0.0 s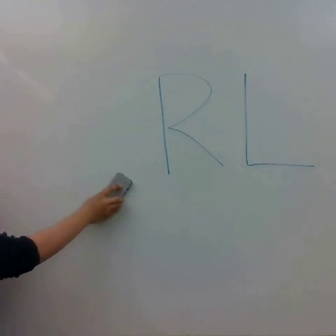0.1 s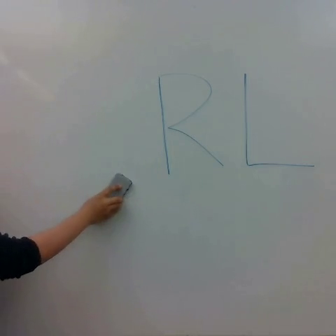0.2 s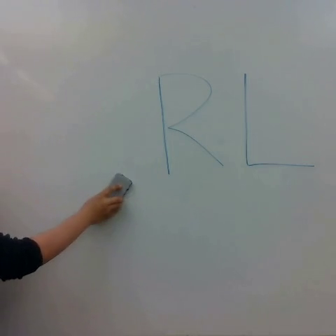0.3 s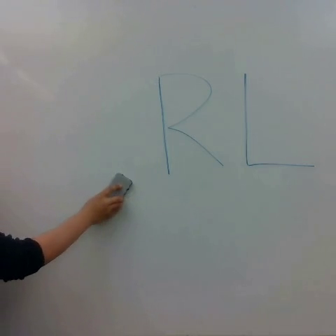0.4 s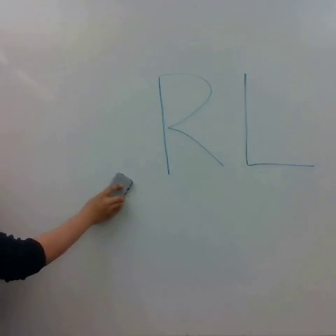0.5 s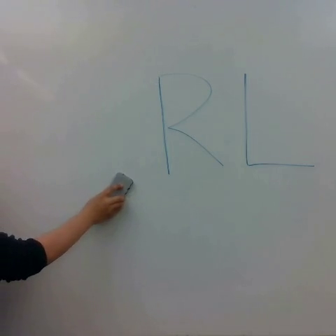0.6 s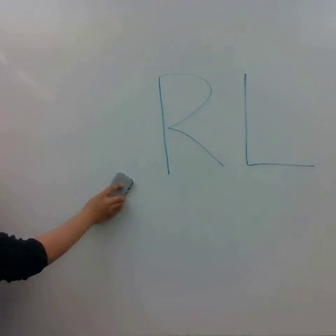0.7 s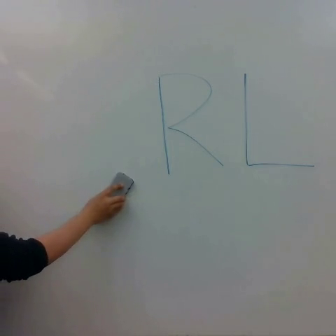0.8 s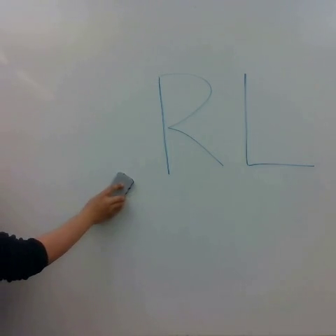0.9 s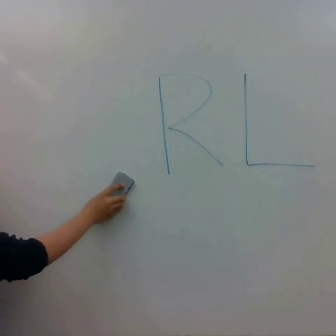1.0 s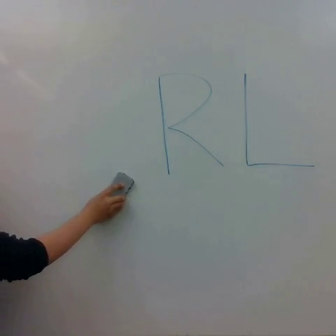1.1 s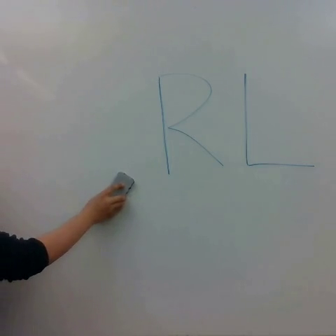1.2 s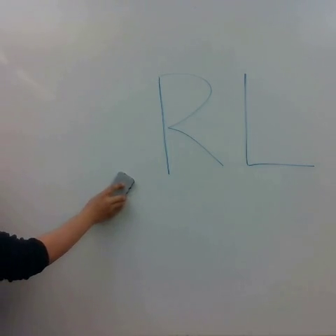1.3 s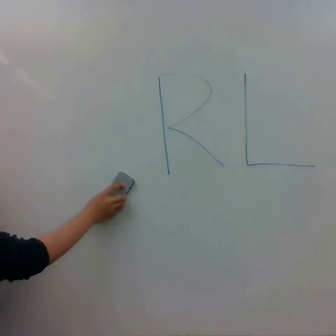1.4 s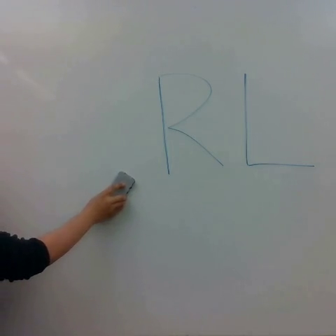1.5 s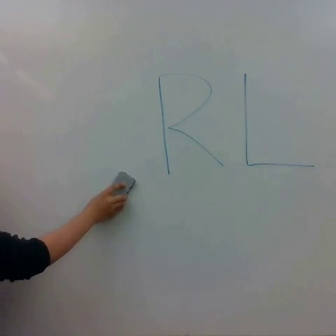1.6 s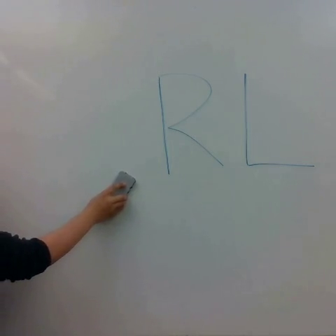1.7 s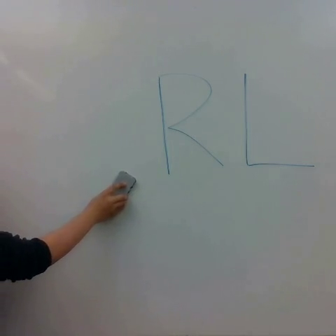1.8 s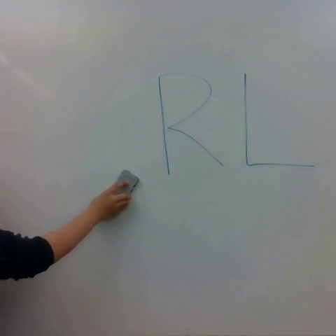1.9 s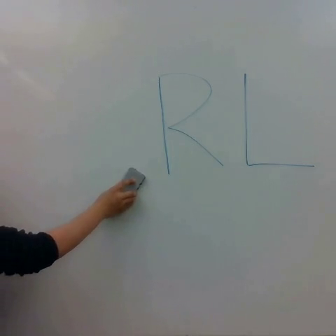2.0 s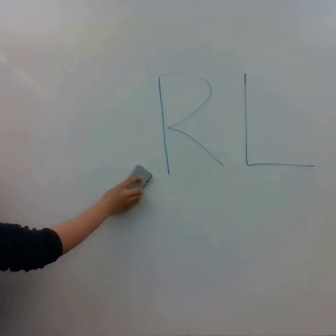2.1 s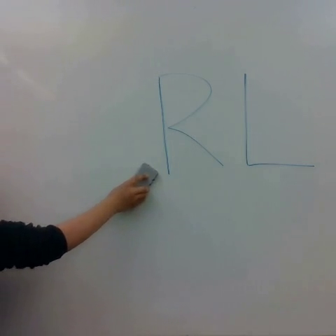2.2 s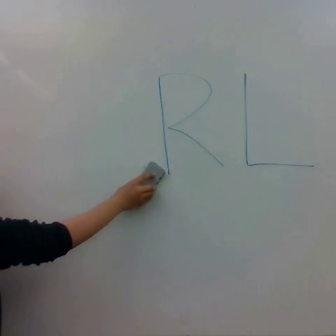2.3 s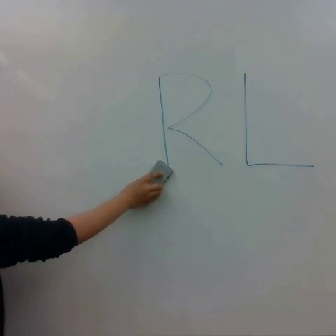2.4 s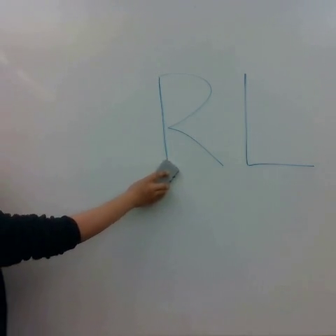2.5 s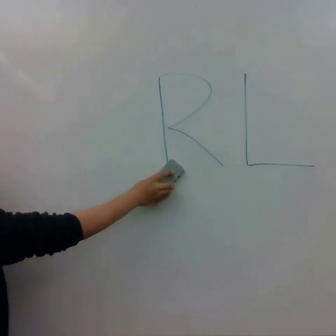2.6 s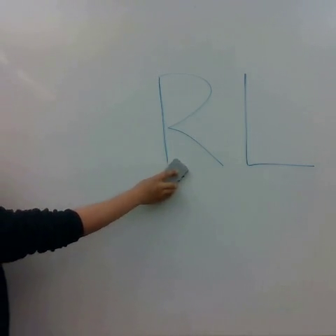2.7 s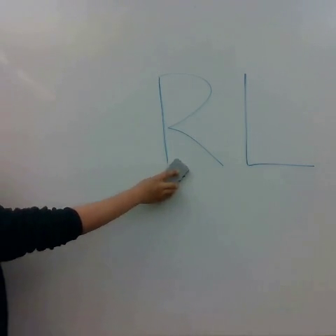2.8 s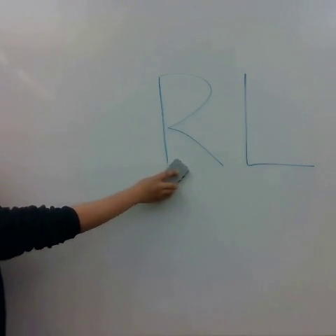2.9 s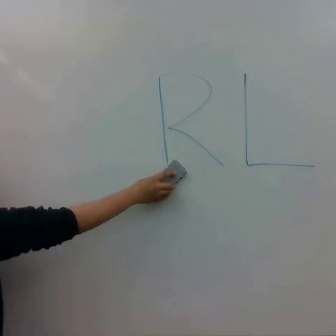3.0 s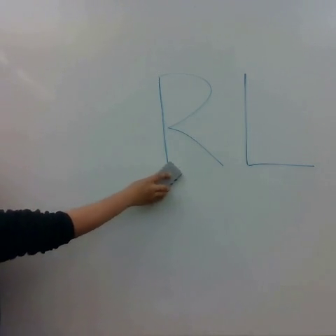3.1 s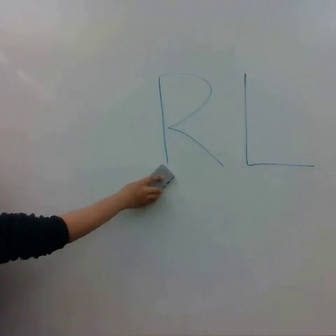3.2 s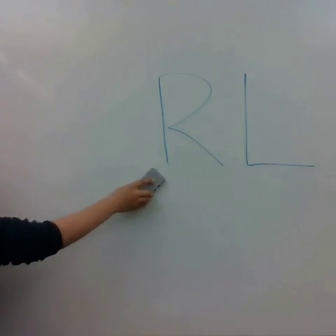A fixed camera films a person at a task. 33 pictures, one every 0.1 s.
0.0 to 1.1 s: The hand stays where it is.
1.1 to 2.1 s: The hand goes to the right.
2.1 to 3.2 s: The hand goes to the right, then to the left.
Task: erase whiteboard.
